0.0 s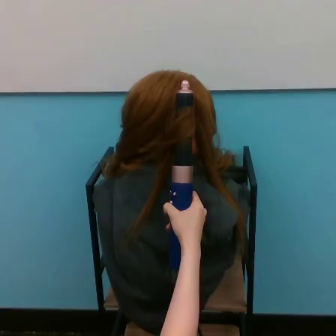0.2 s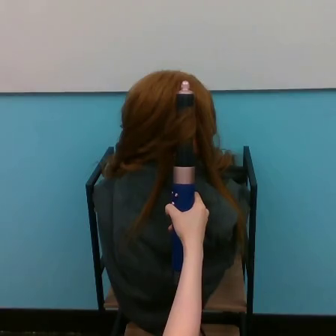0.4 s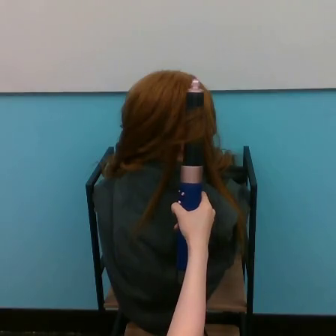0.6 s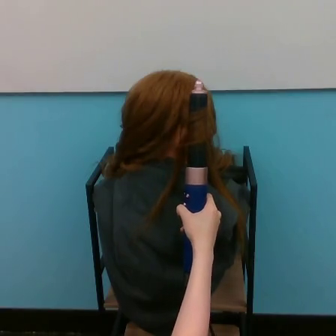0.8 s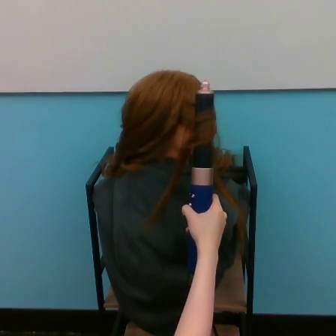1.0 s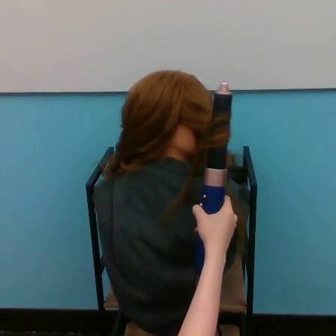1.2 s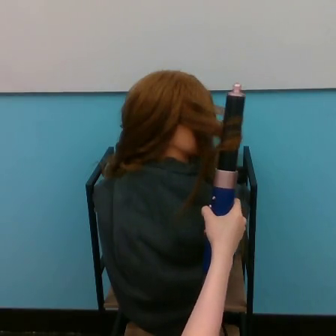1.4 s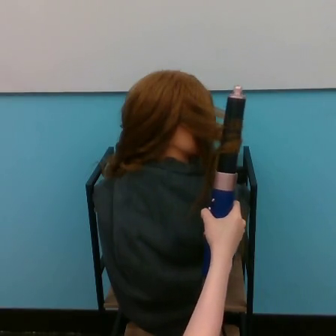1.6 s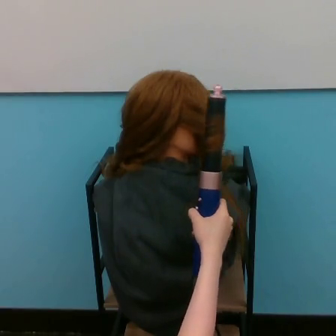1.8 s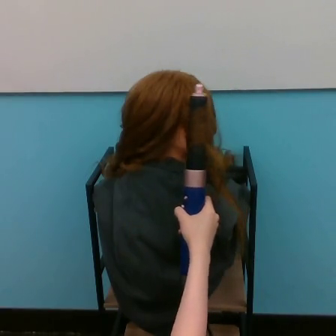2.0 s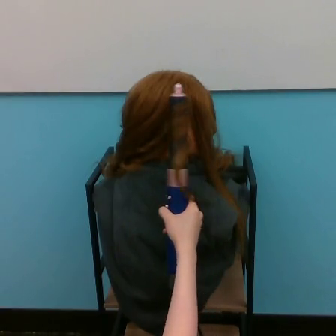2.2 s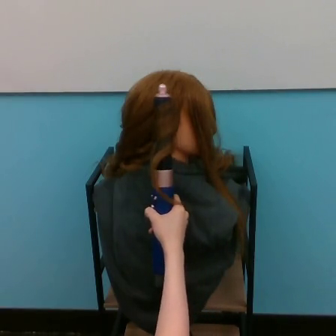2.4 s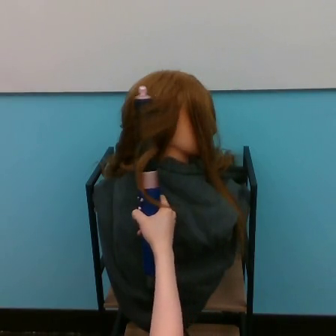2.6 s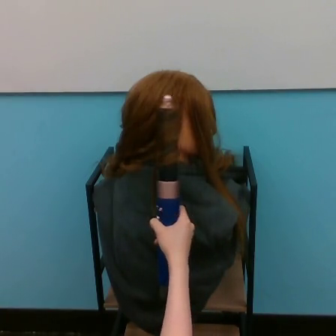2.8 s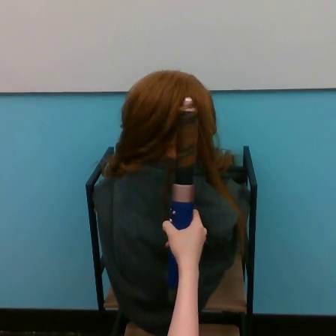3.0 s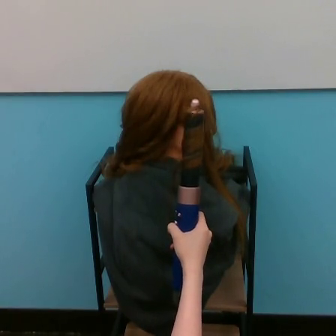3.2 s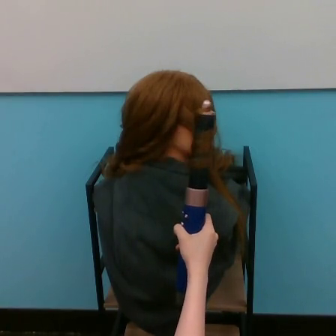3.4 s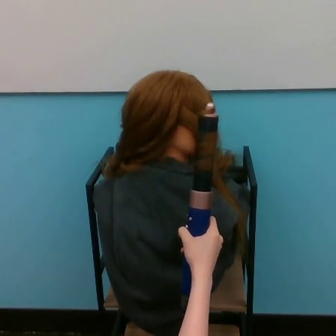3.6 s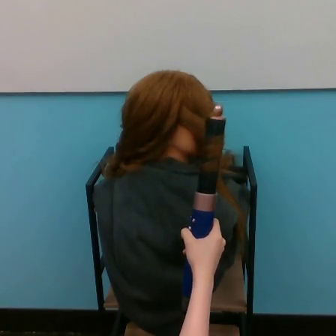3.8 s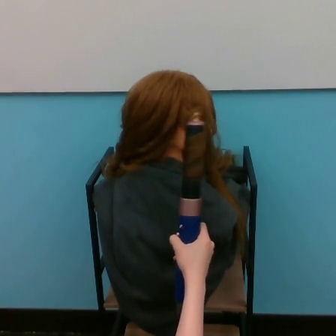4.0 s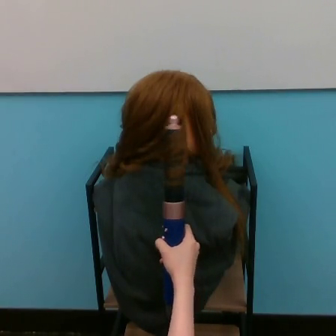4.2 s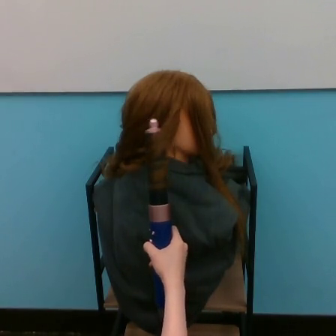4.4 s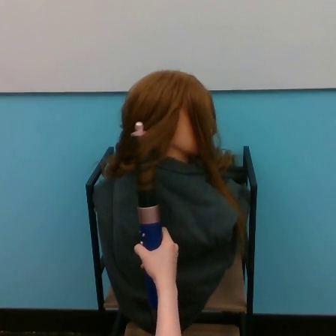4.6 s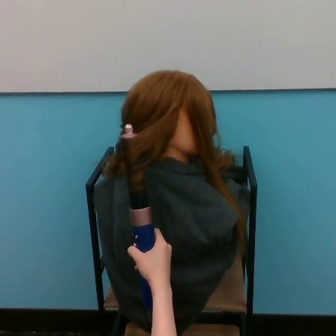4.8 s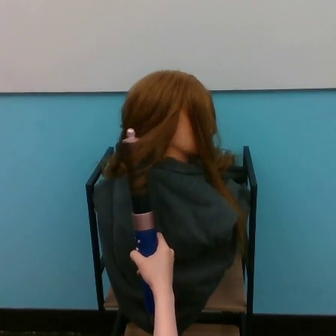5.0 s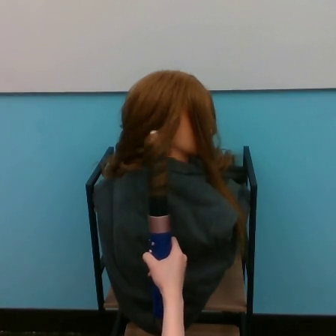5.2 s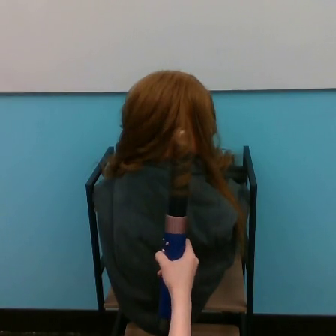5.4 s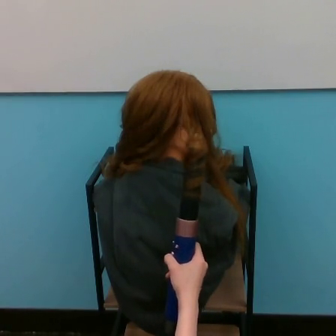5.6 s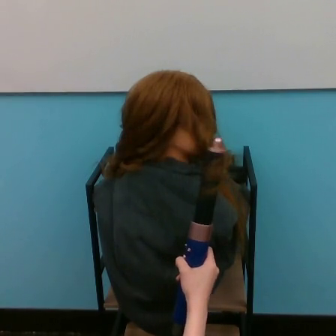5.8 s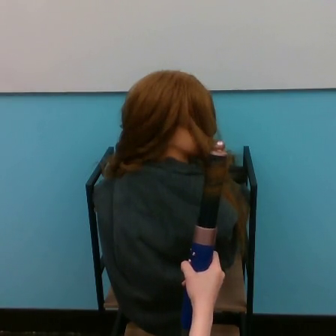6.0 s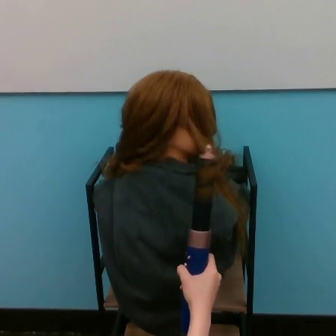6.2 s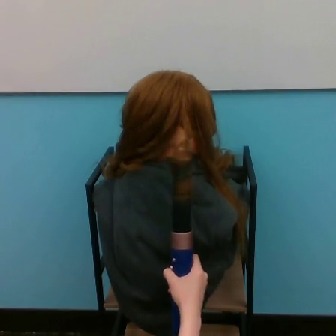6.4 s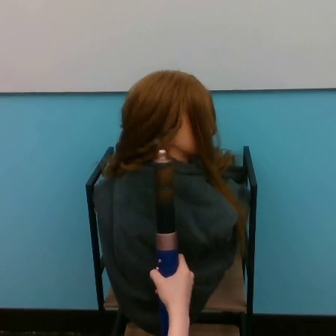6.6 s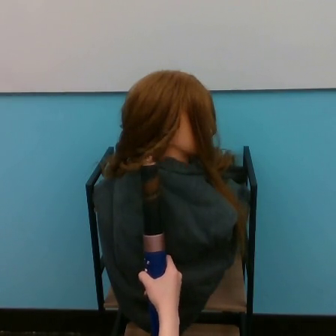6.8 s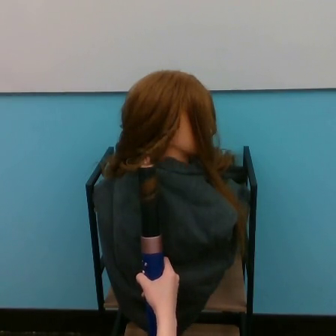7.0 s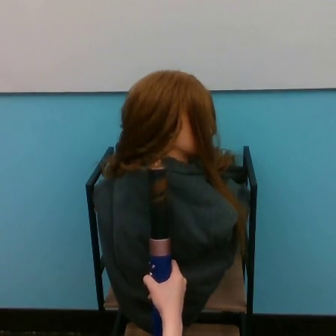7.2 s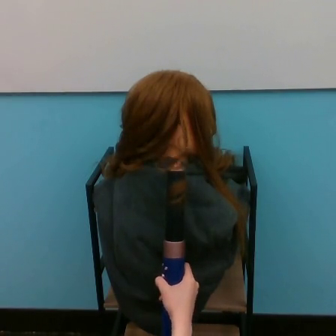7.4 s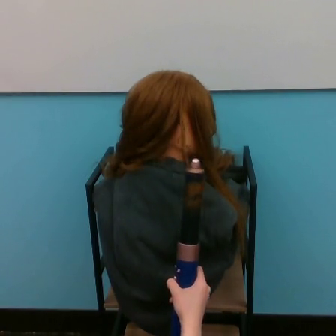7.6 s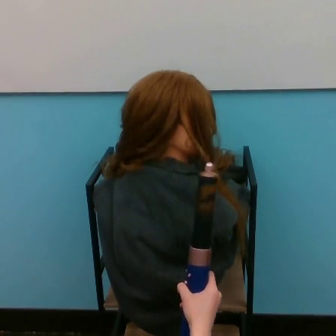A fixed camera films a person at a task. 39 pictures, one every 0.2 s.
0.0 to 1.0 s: The hand goes to the right.
1.0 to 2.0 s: The hand goes to the left.
2.0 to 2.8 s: The hand goes to the left, then to the right.
2.8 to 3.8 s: The hand goes to the right, on a clockwise arc.
3.8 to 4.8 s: The hand goes to the left.
4.8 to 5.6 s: The hand goes to the right.
5.6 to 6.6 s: The hand goes to the left, on a clockwise arc.
6.6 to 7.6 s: The hand goes to the right.
Task: curl hair.
Motion: move downward, making horizontal oscillations to the left and to the right.
